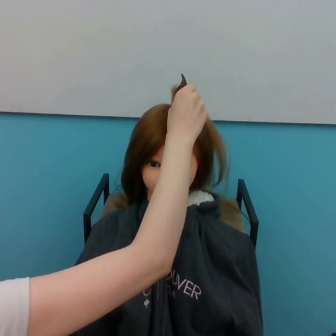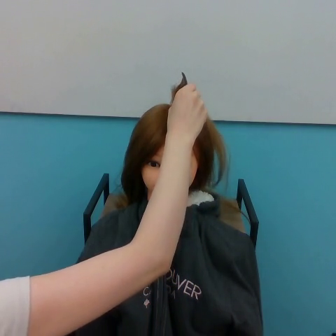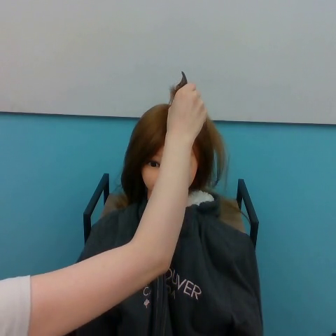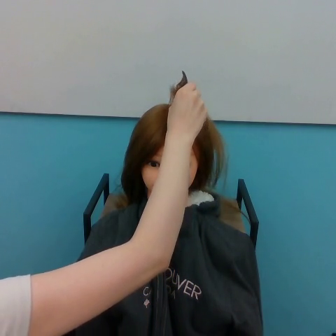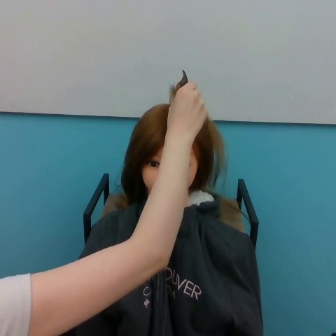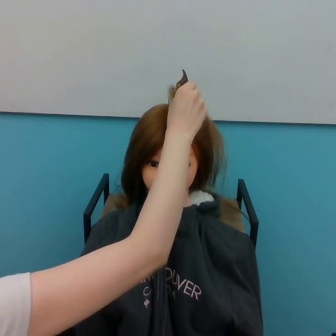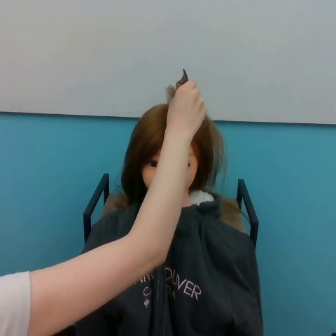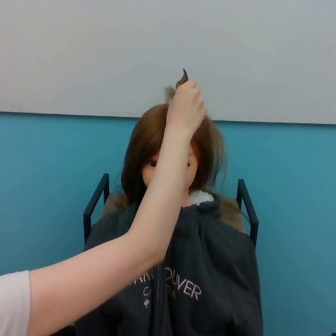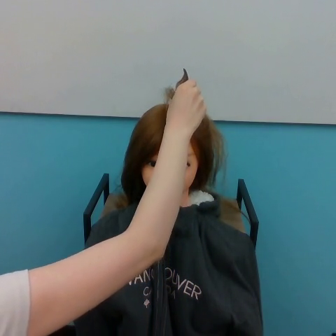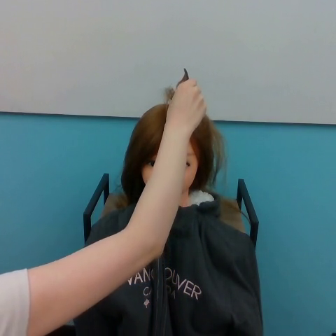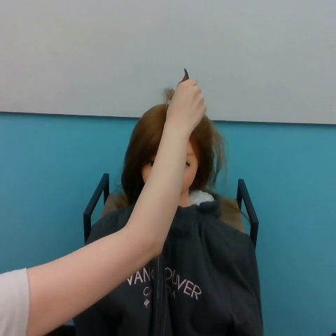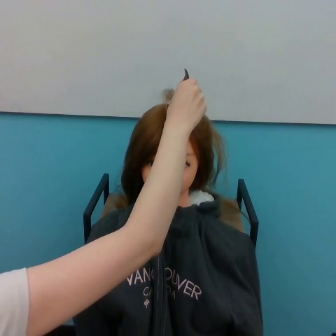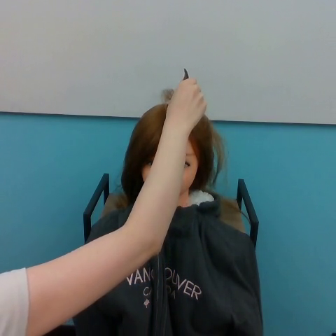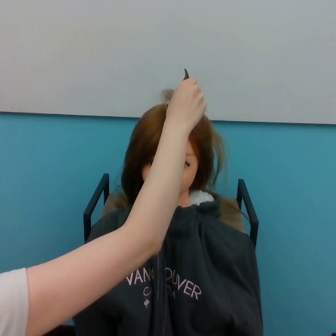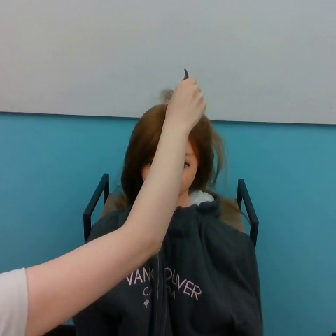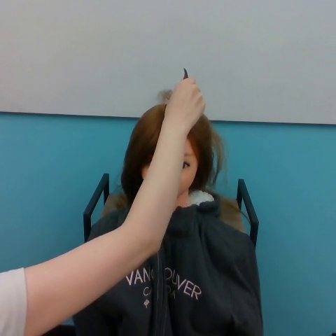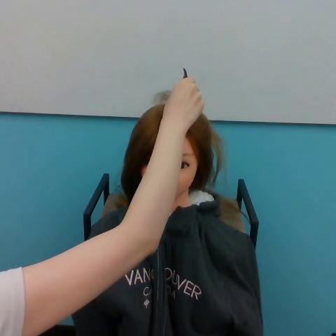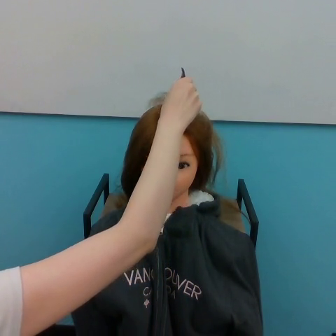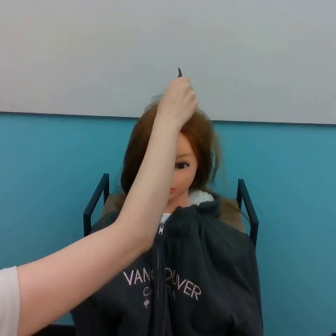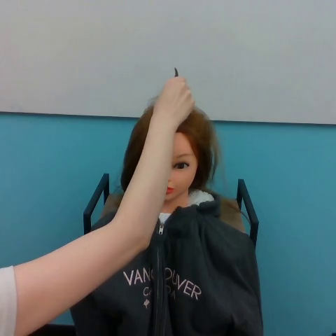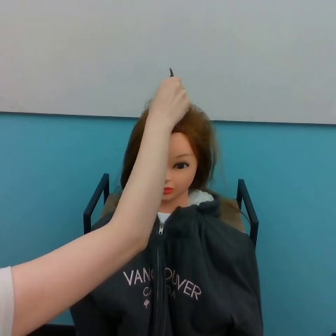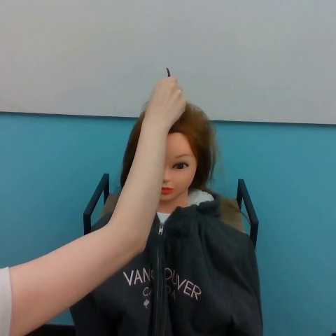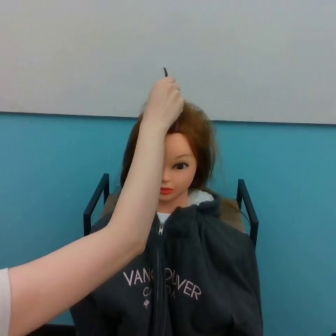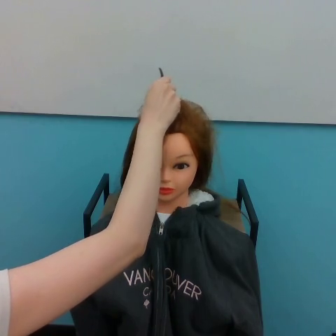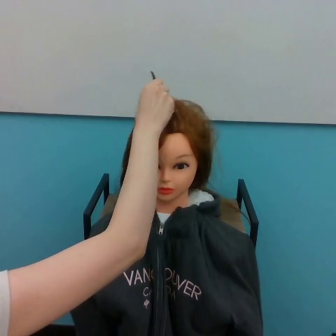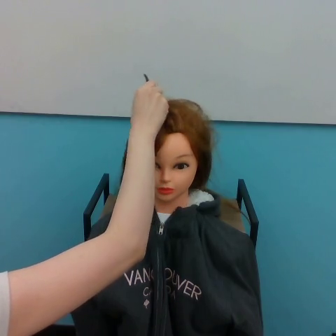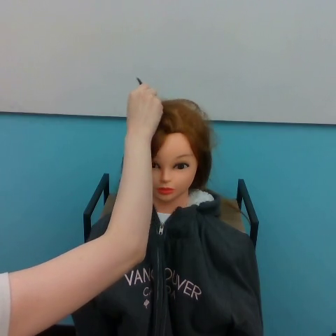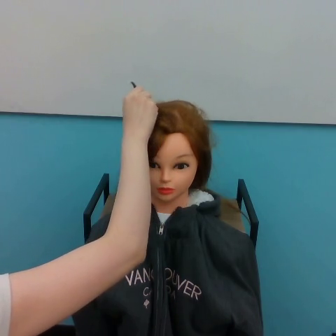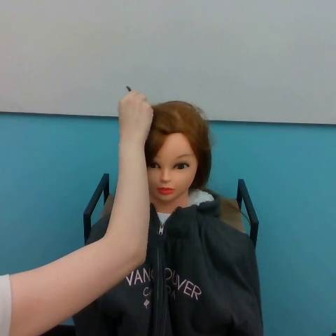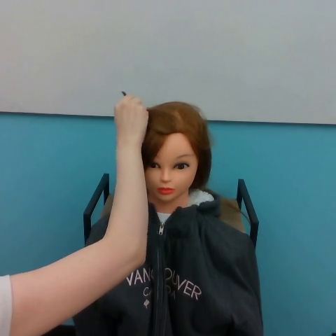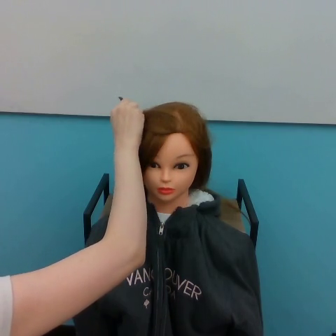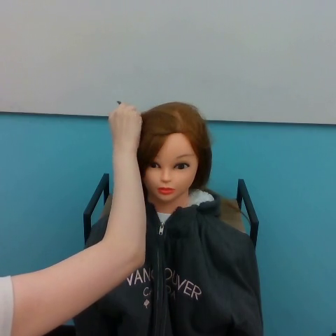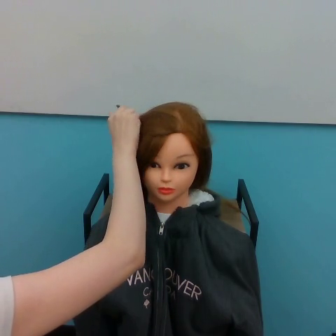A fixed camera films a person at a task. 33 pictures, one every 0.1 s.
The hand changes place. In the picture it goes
to the left.
0.0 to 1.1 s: The hand moves only a little.
1.1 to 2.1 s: The hand goes to the left.
2.1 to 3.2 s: The hand goes to the left and downward.
Task: part hair.
